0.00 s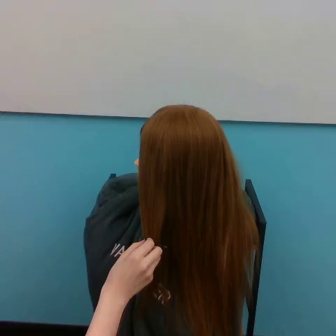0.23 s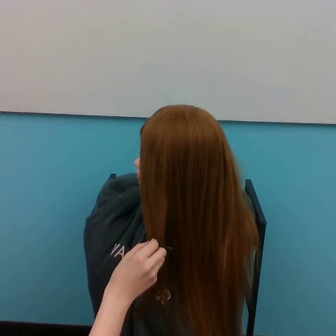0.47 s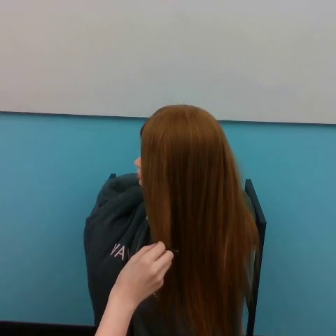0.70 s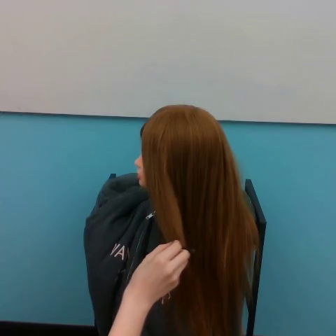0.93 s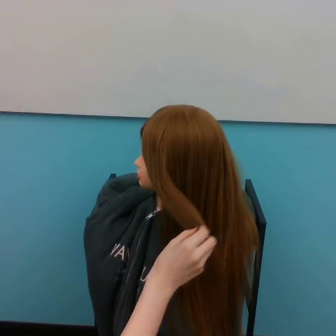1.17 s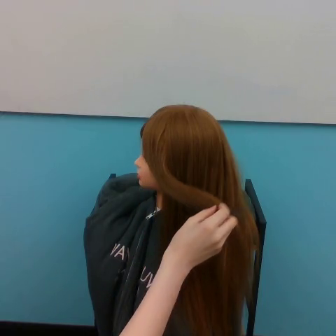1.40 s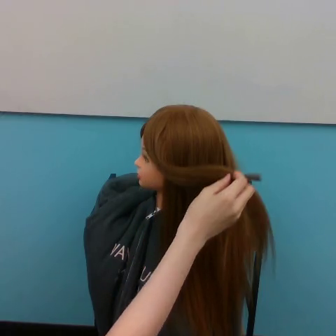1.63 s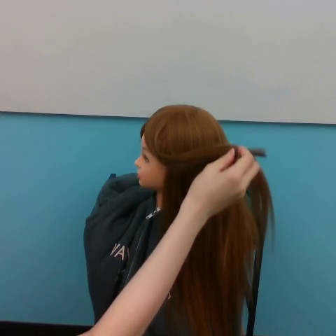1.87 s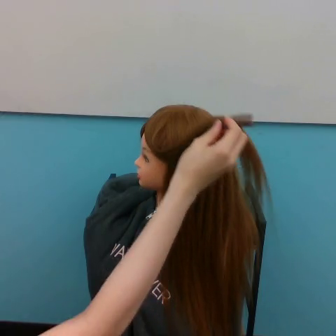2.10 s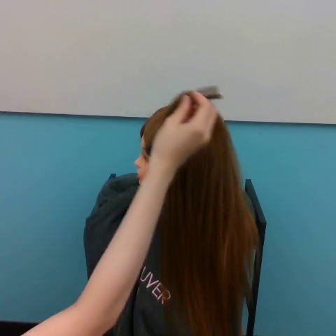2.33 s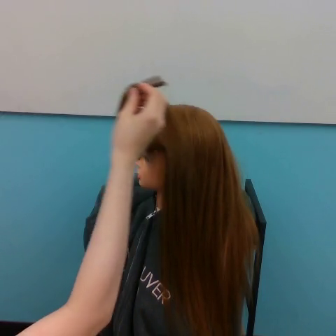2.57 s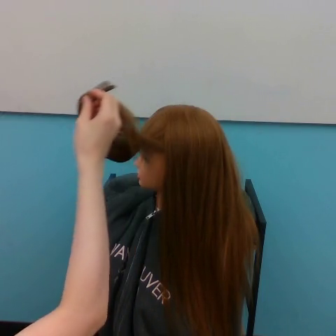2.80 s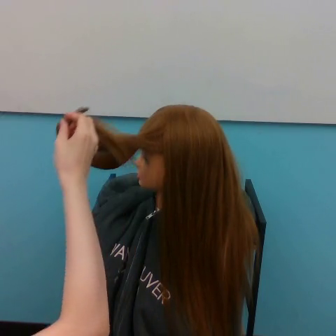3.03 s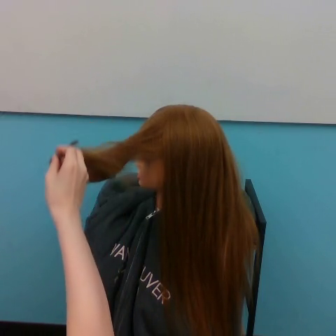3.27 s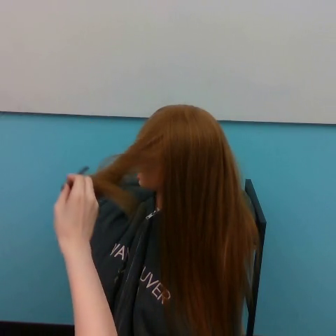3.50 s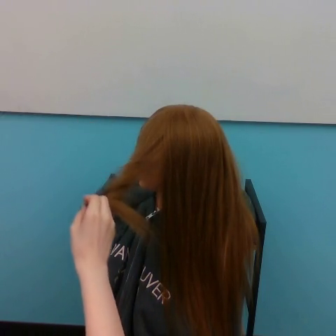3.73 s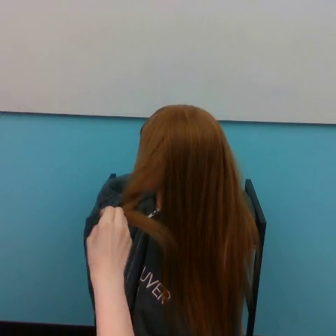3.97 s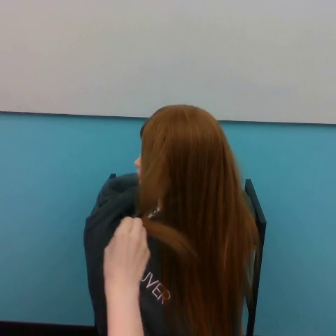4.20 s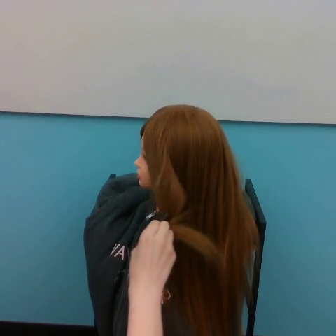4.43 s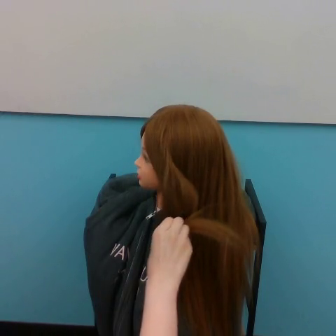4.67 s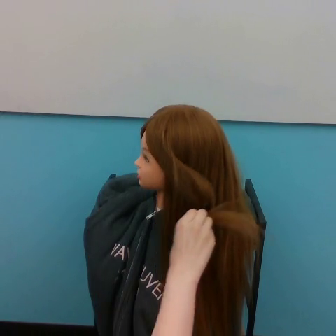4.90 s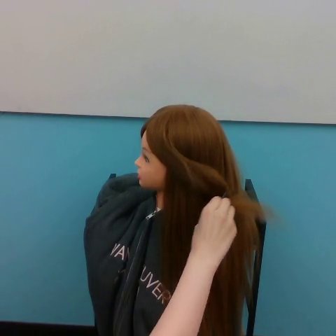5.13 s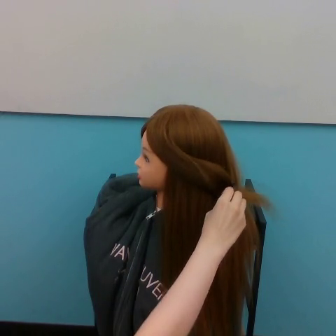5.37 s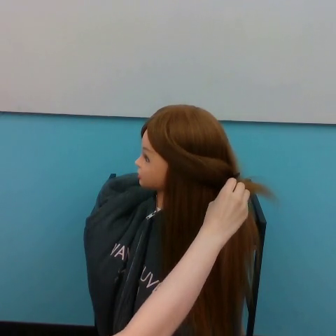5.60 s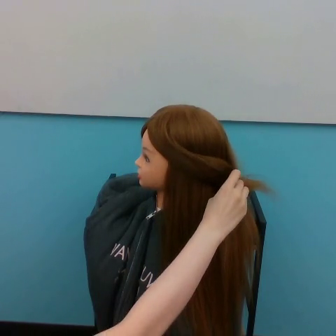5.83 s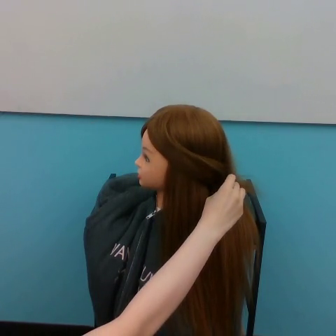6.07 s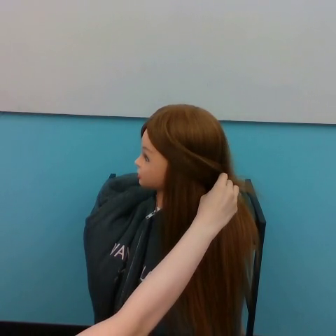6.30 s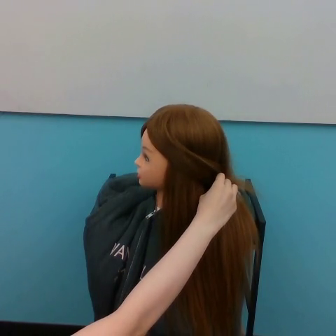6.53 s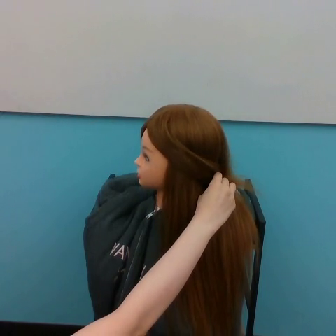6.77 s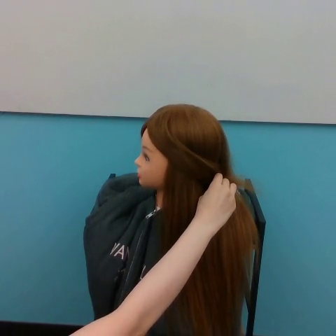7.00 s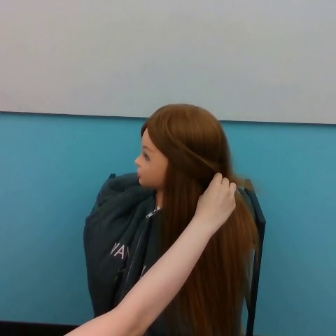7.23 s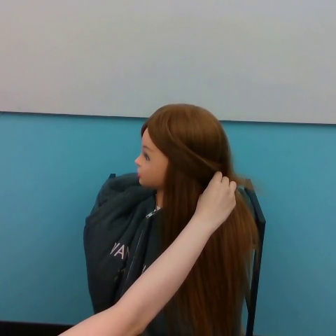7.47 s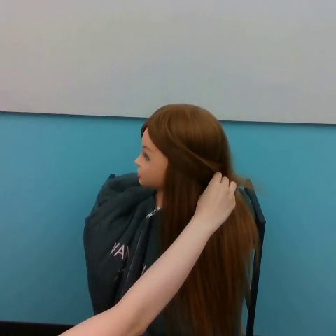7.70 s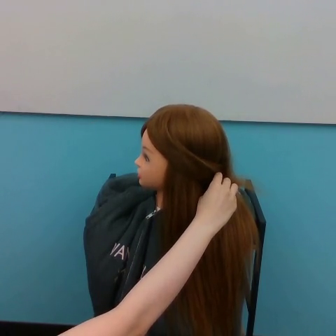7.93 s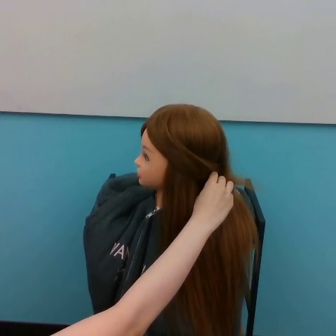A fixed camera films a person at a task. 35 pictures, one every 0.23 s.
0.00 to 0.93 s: The hand goes to the right.
0.93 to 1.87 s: The hand goes upward.
1.87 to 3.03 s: The hand goes to the left, on a counterclockwise arc.
3.03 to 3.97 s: The hand goes downward and to the right.
3.97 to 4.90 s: The hand goes to the right.
4.90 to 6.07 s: The hand goes upward, on a counterclockwise arc.
6.07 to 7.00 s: The hand stays where it is.
7.00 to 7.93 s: The hand moves only a little.
In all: It circles counterclockwise, turning through about 540 degrees.
Task: tidy side hair.
Motion: make a circular motion counter-clockwise.
